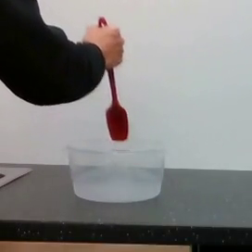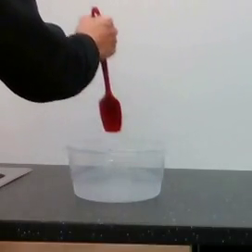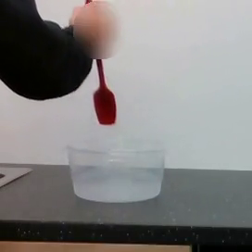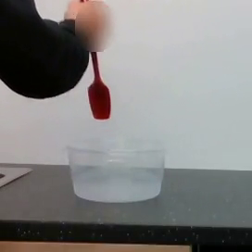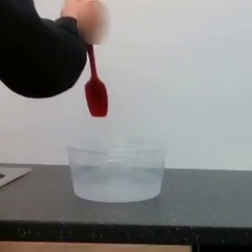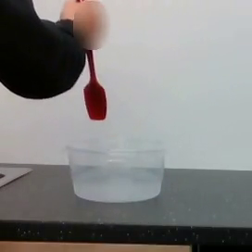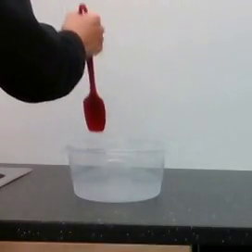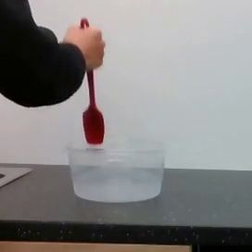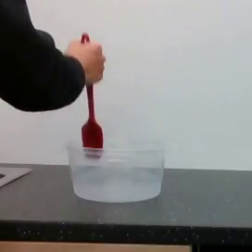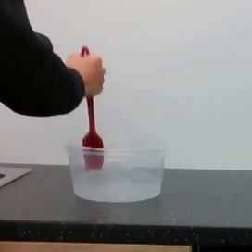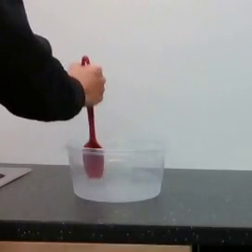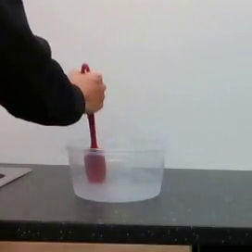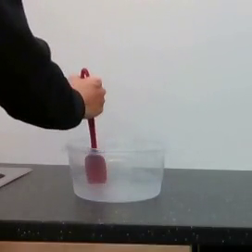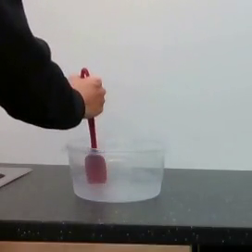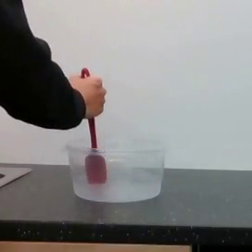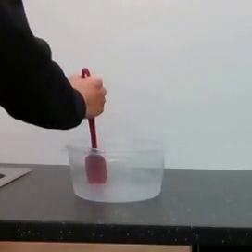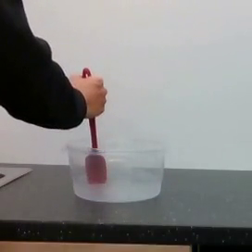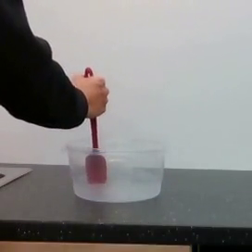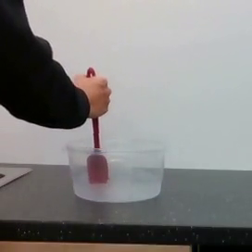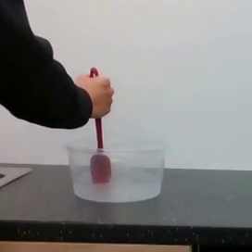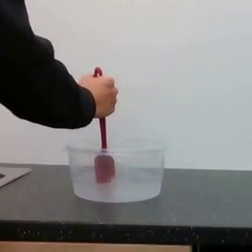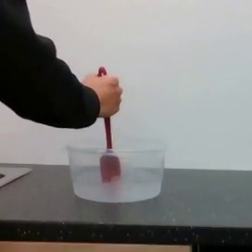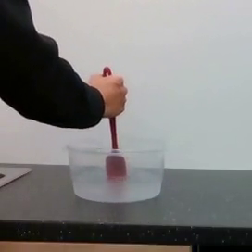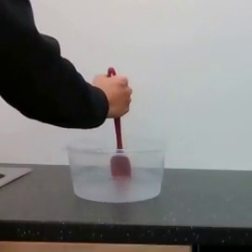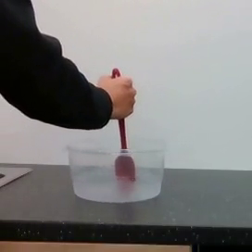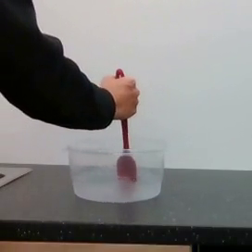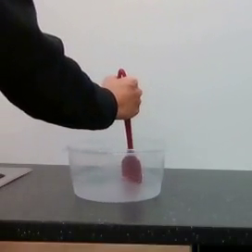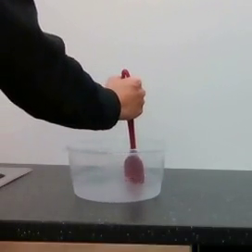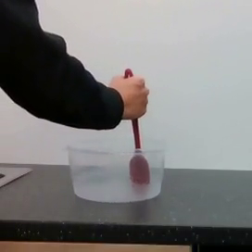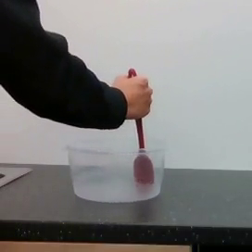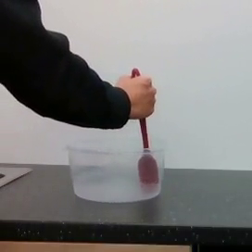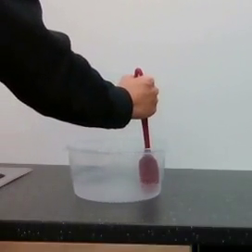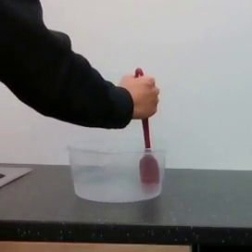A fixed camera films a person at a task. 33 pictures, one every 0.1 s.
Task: stir.
0.0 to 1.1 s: The hand goes downward and to the left.
1.1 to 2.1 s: The hand goes to the right.
2.1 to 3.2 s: The hand goes to the right.
